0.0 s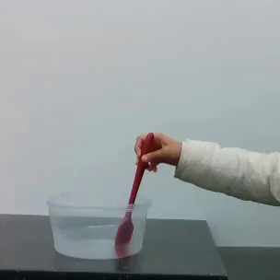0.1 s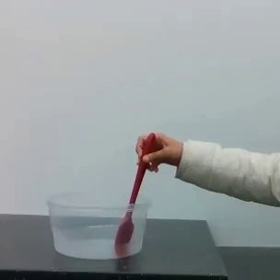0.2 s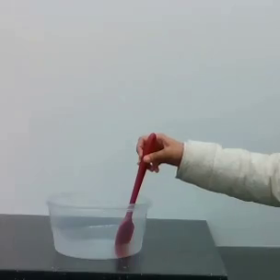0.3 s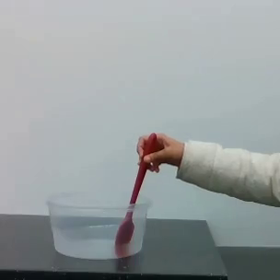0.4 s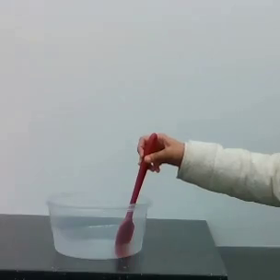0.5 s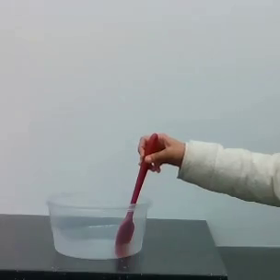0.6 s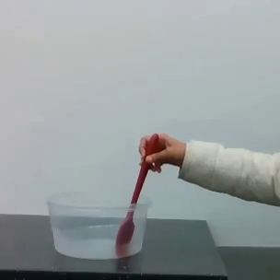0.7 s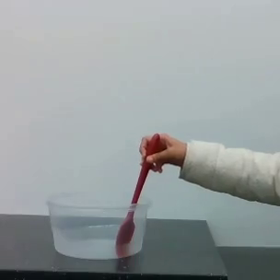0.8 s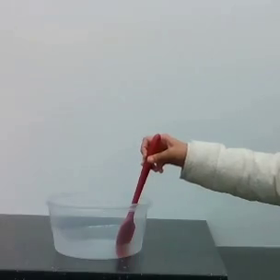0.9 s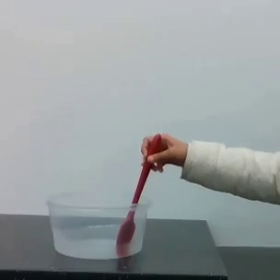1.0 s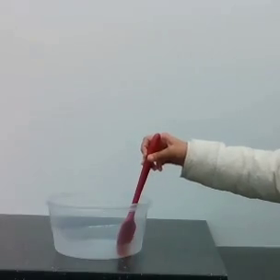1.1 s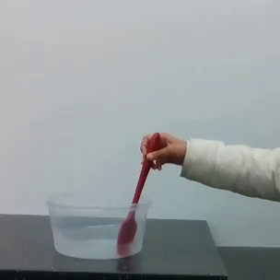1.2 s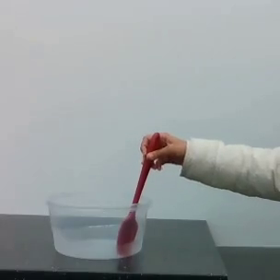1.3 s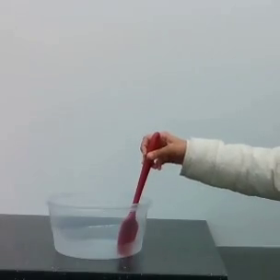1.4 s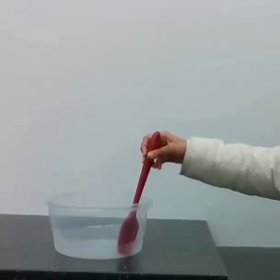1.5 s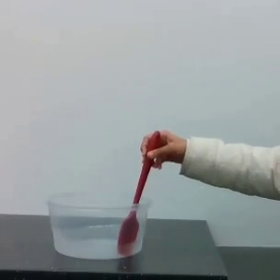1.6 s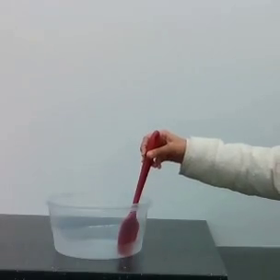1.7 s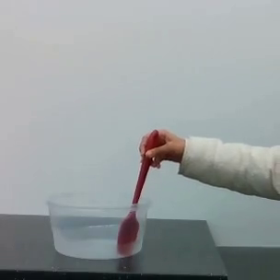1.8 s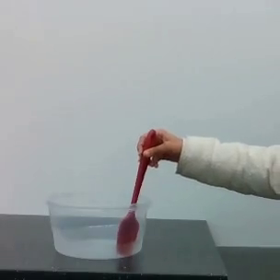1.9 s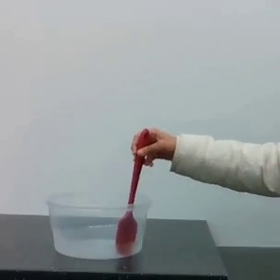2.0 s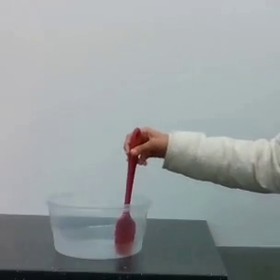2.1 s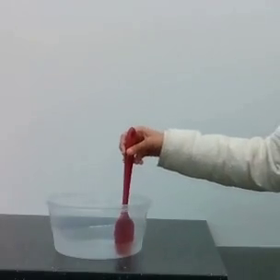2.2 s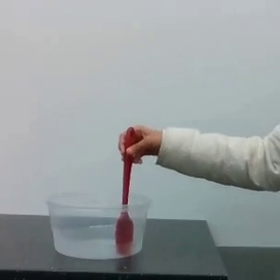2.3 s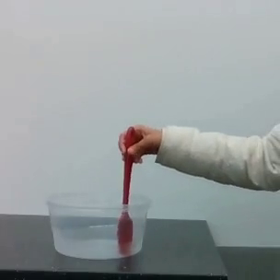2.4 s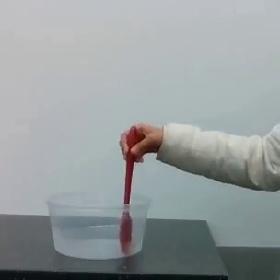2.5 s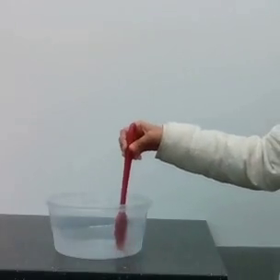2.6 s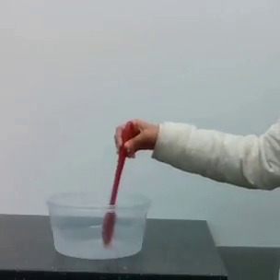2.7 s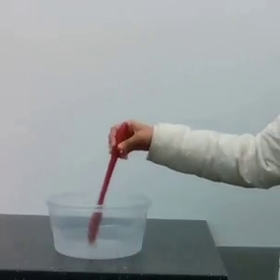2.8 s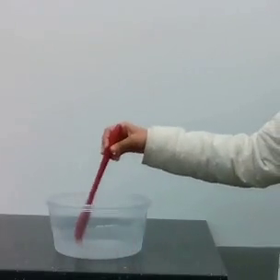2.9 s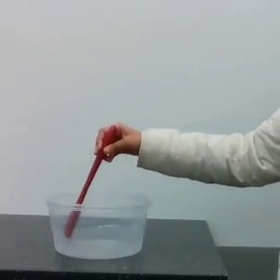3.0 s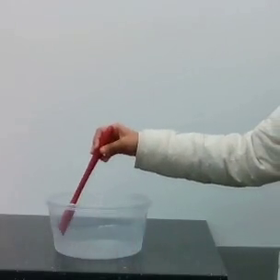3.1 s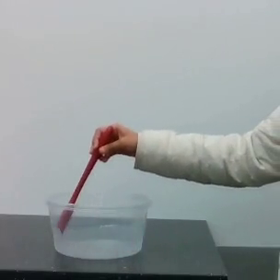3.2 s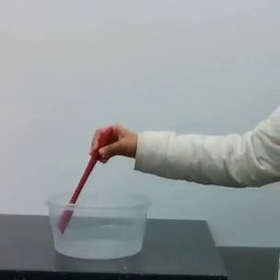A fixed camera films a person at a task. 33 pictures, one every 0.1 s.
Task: stir.
0.0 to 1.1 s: The hand moves only a little.
1.1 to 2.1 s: The hand goes to the left.
2.1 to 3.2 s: The hand goes to the left, on a counterclockwise arc.
